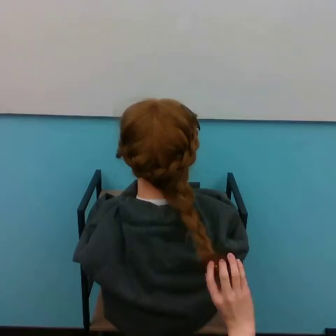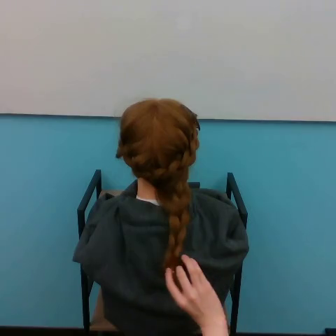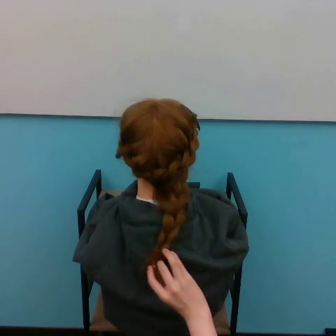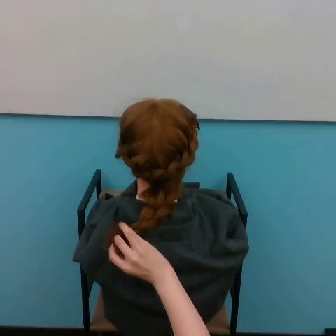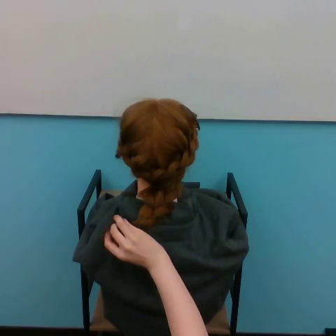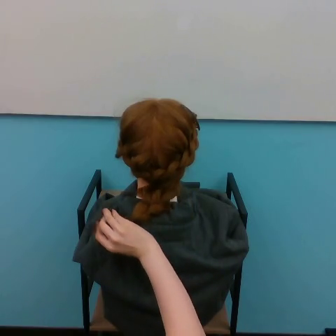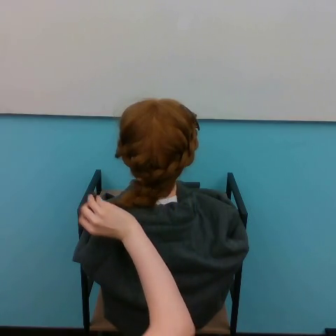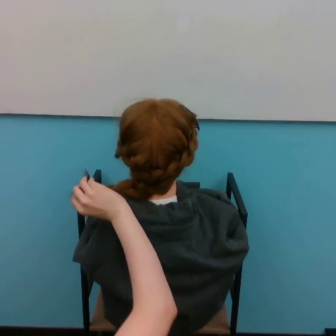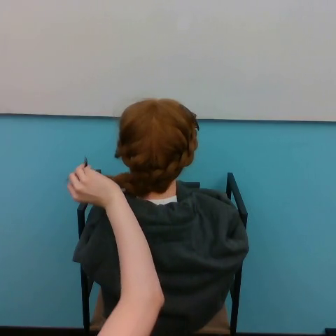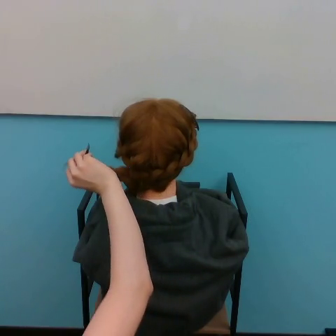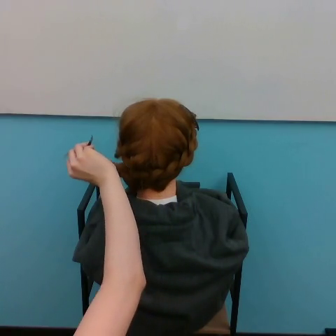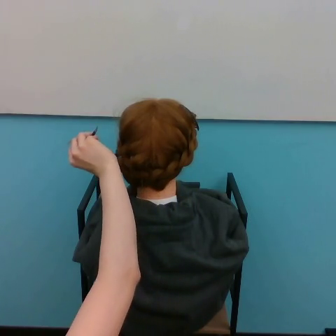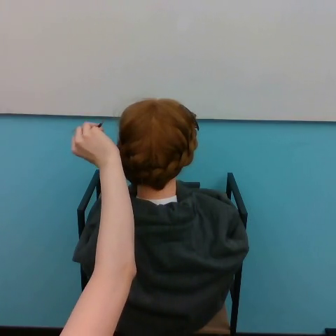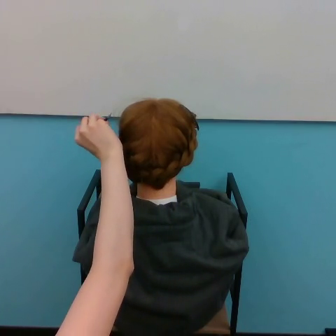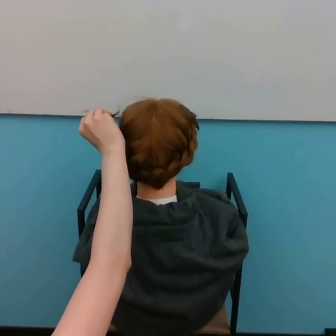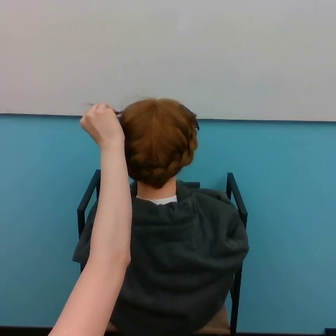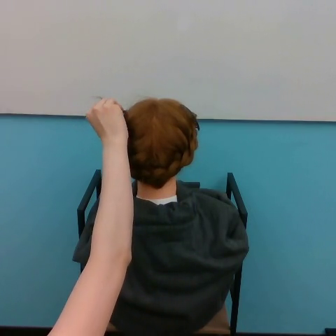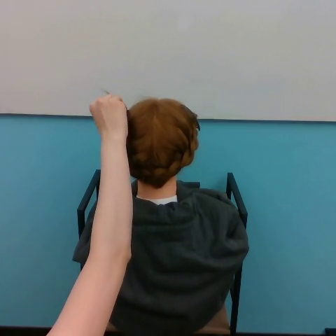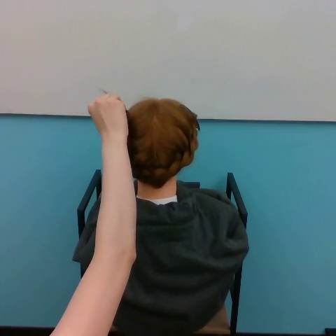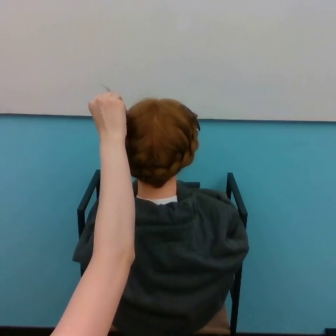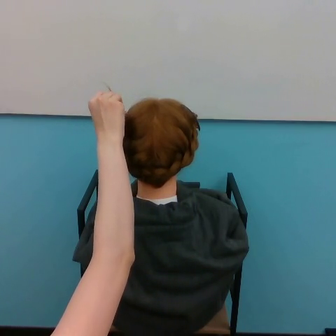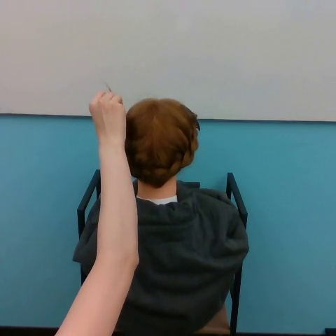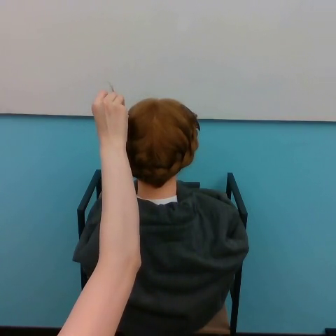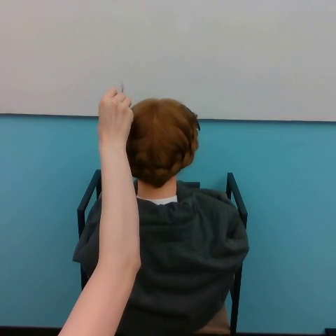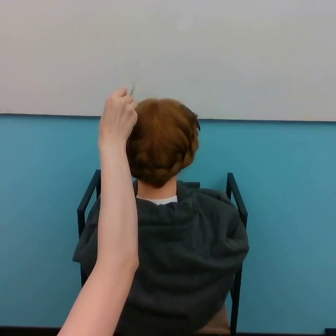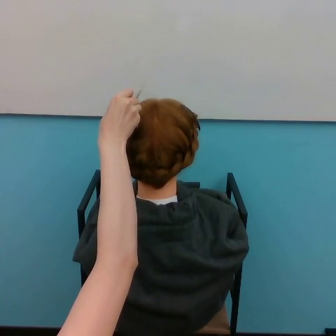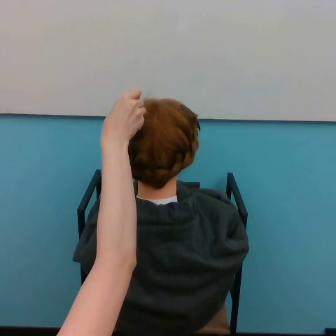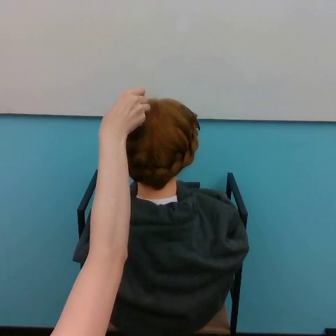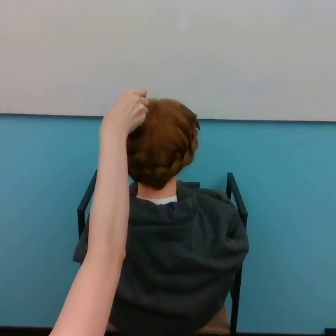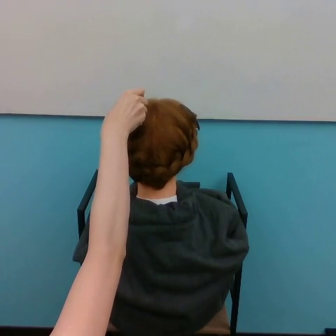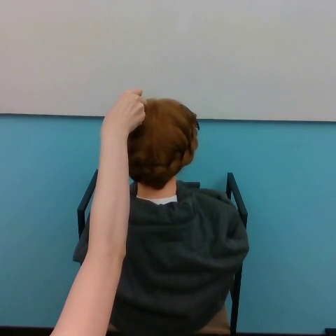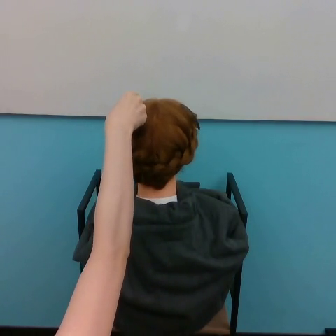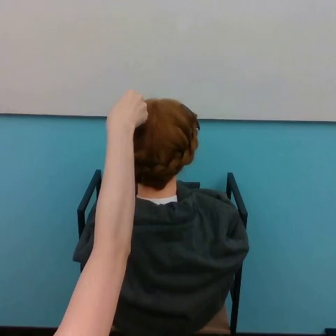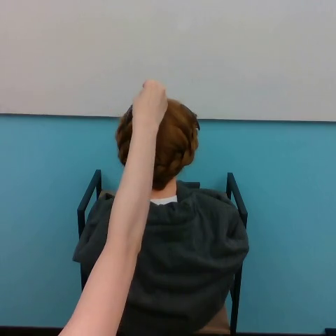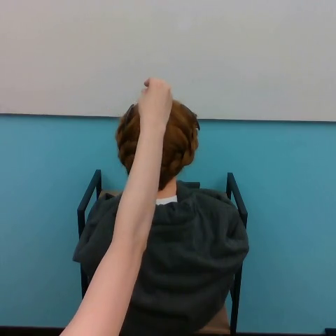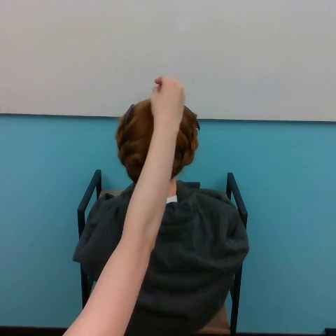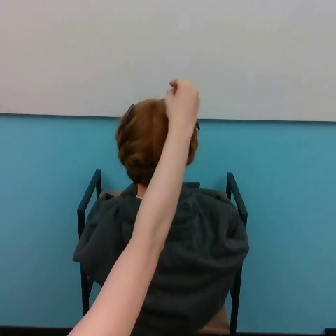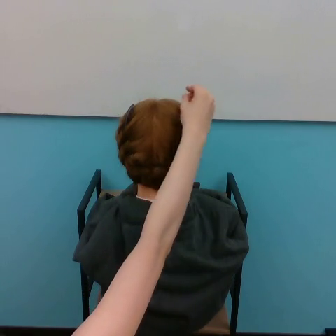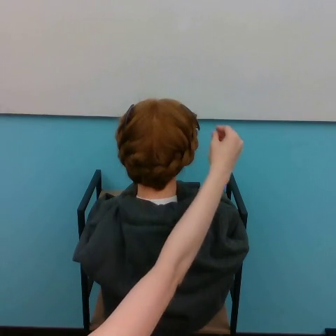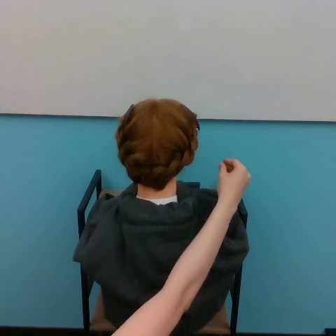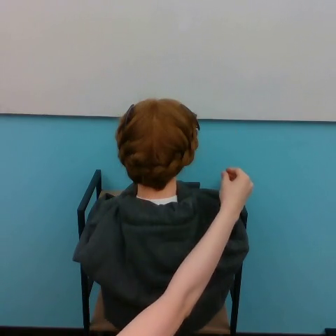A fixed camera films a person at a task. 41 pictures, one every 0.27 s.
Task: style hair.
Motion: make a circular motion clockwise.
0.00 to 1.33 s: The hand goes to the left and upward.
1.33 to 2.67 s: The hand goes upward and to the left.
2.67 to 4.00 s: The hand goes upward and to the right.
4.00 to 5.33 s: The hand moves only a little.
5.33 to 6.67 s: The hand goes to the right.
6.67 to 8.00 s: The hand moves only a little.
8.00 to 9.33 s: The hand goes to the right and upward.
9.33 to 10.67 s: The hand goes downward and to the right.
In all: It circles clockwise, turning through about 270 degrees.
